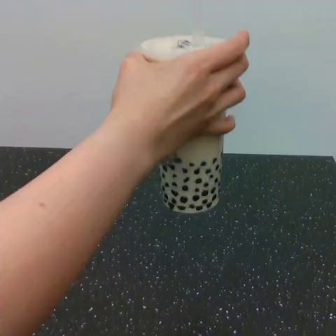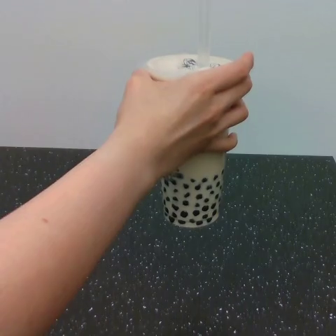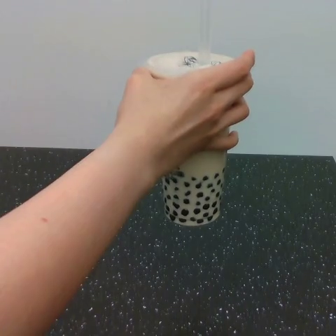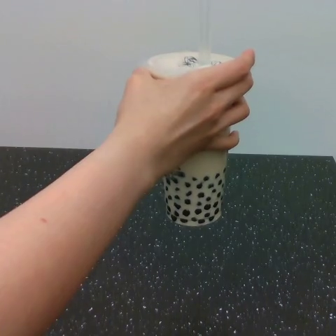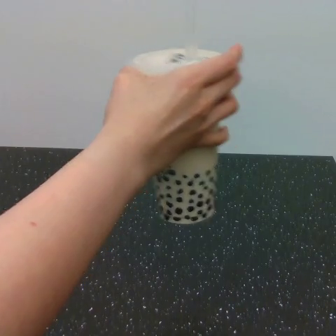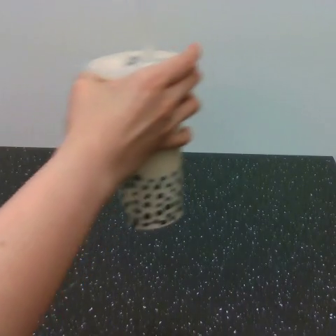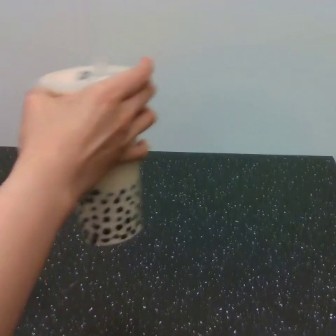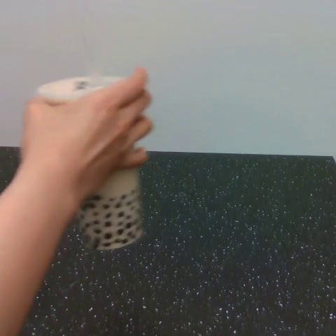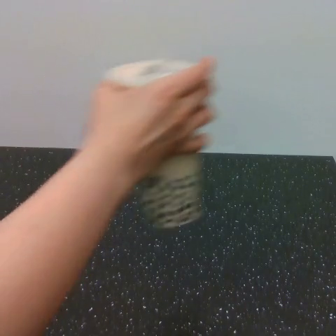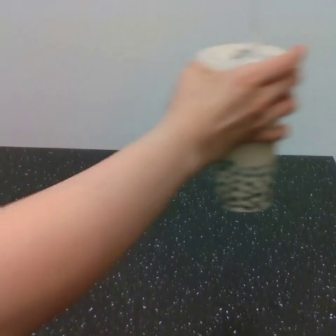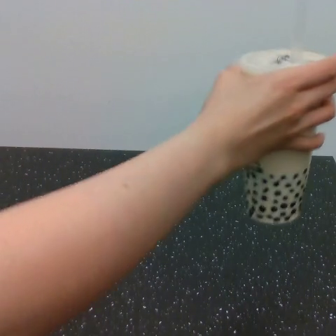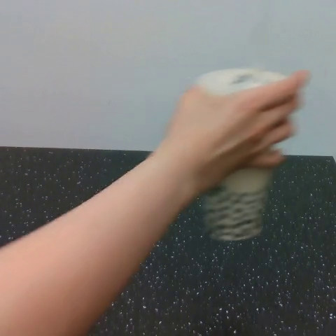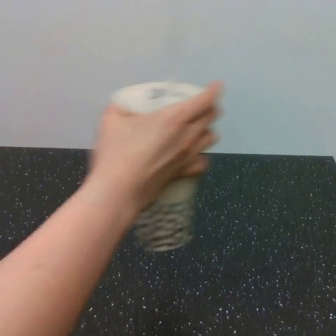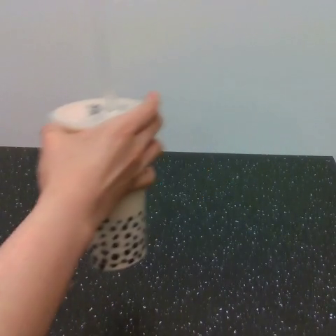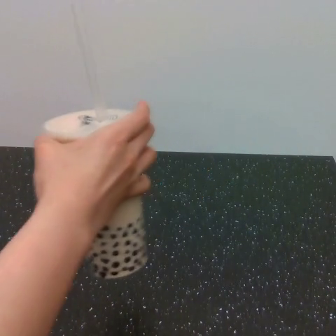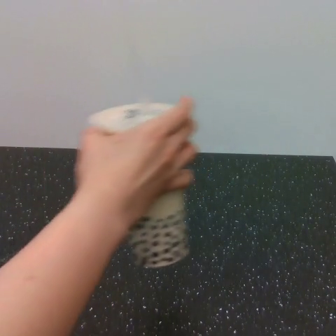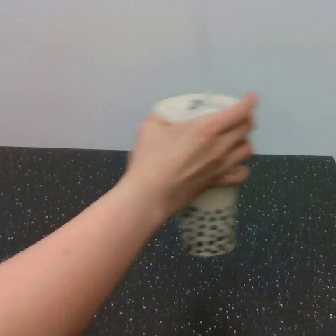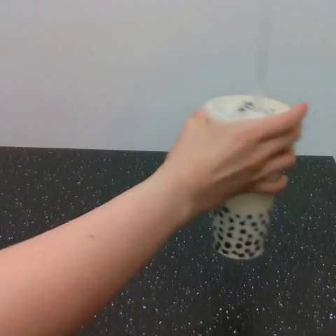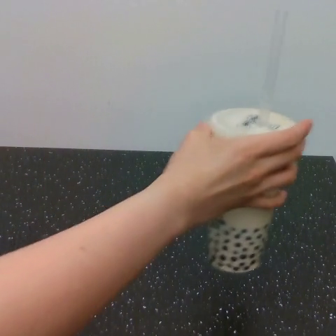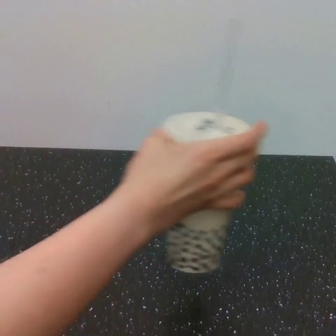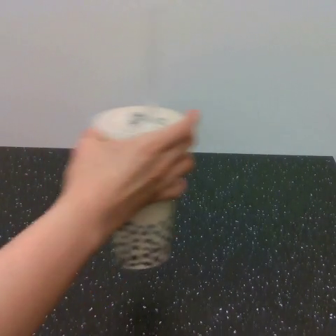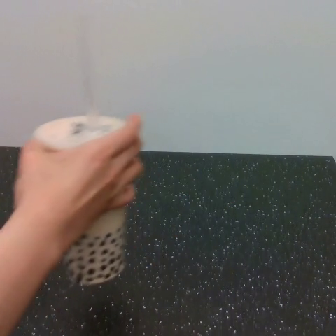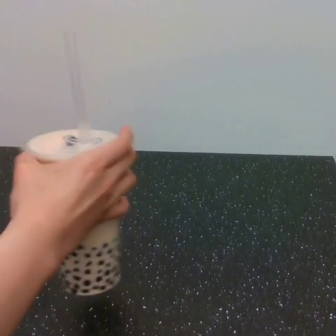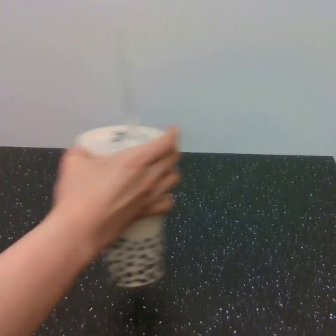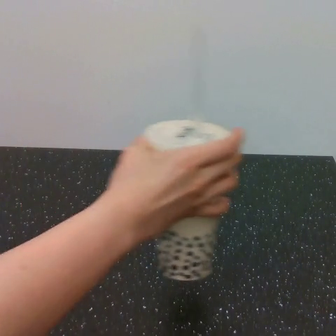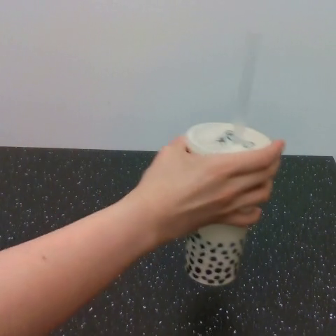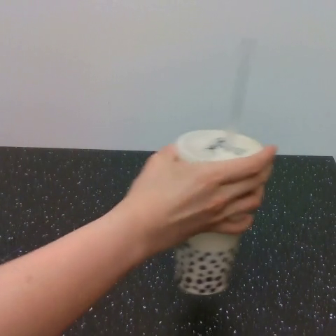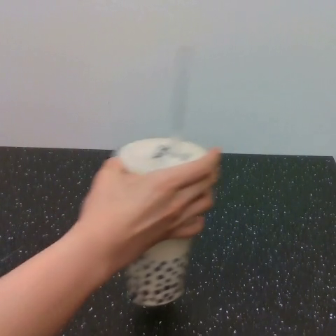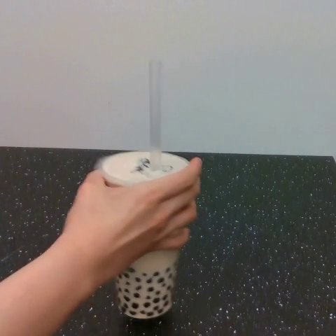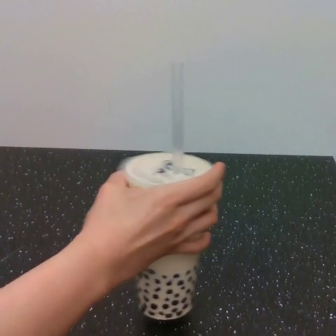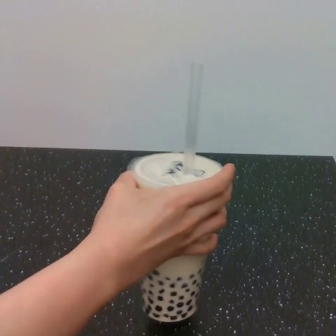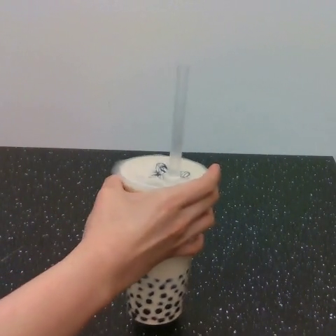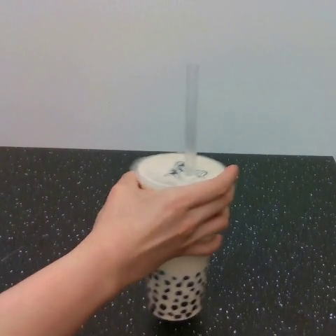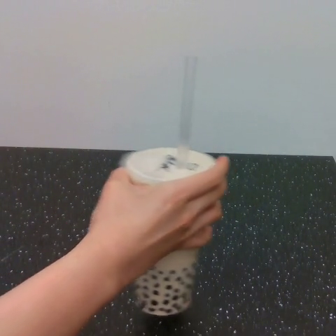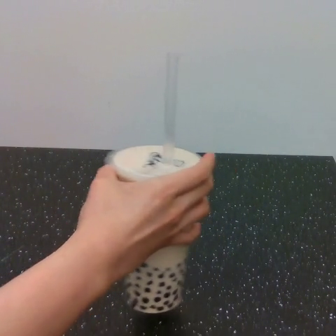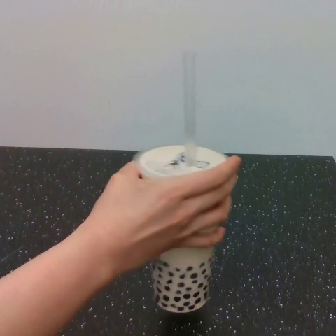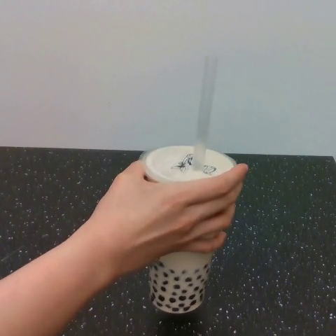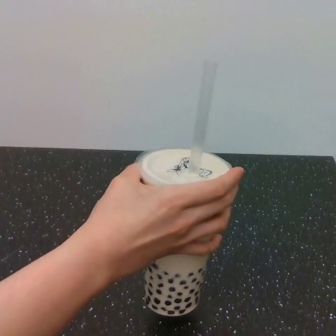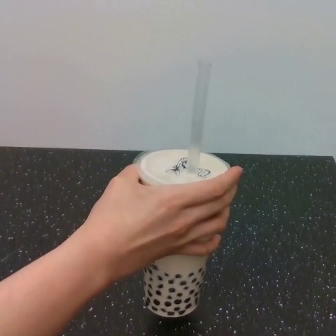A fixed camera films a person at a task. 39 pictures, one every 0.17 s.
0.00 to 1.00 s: The hand goes to the left.
1.00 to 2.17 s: The hand goes to the right, then to the left.
2.17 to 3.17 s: The hand goes to the right, then to the left.
3.17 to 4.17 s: The hand goes to the left, then to the right.
4.17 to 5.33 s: The hand goes to the left, then to the right.
5.33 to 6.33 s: The hand goes to the left, then to the right.
Task: shake the boba.
Motion: move downward, making gradually decreasing horizontal oscillations.
